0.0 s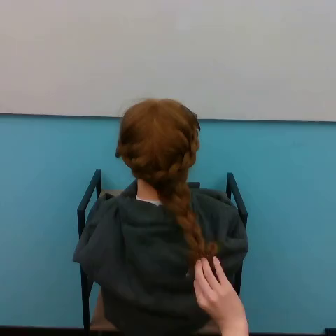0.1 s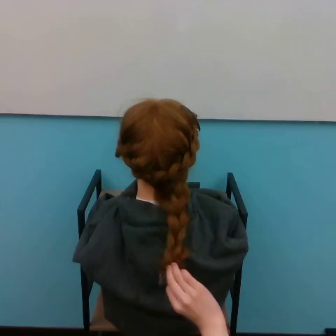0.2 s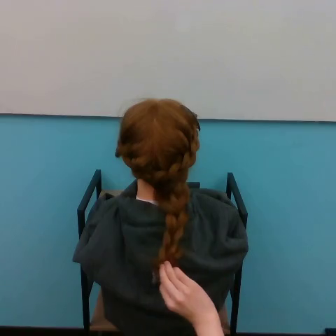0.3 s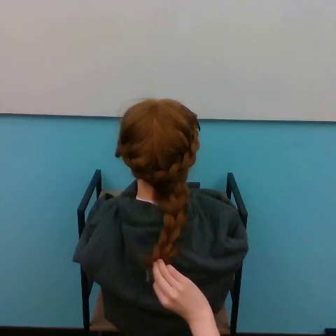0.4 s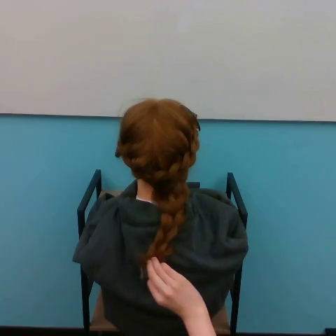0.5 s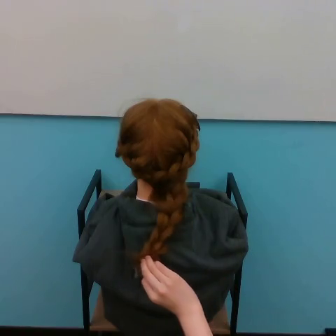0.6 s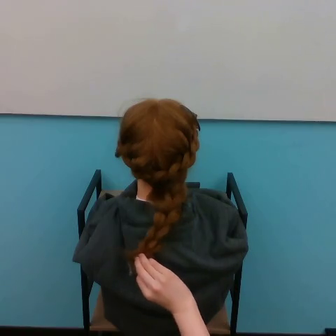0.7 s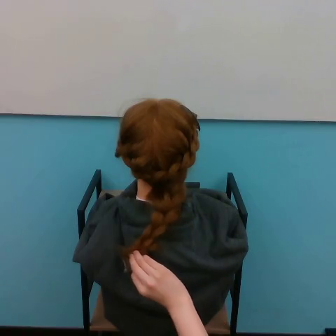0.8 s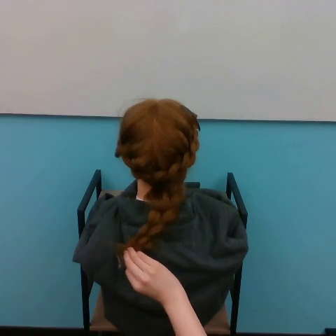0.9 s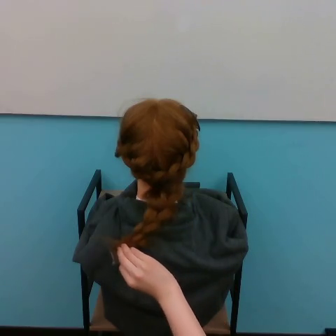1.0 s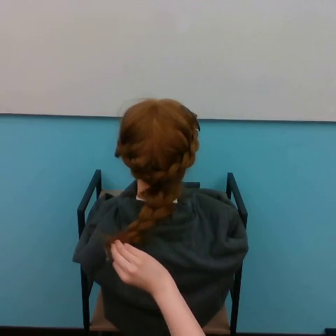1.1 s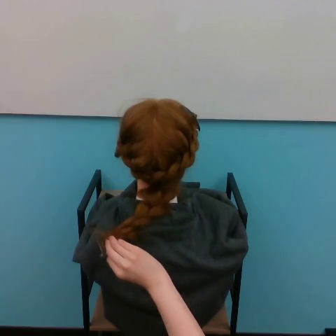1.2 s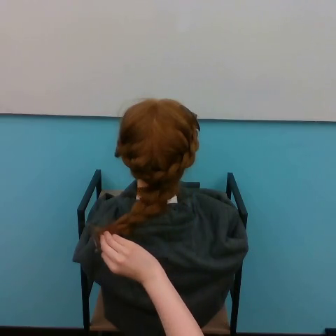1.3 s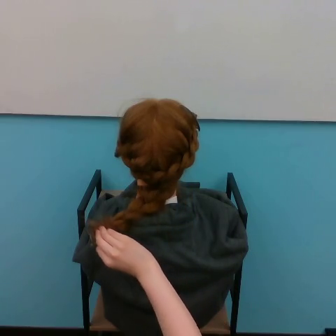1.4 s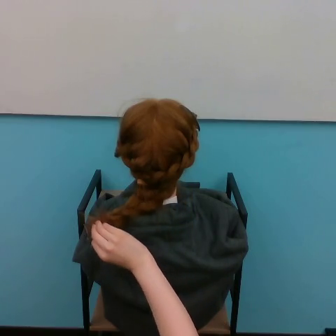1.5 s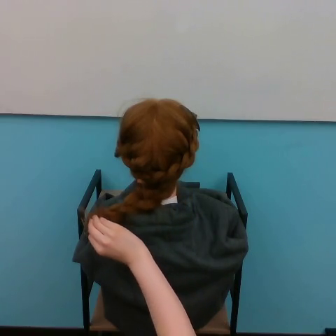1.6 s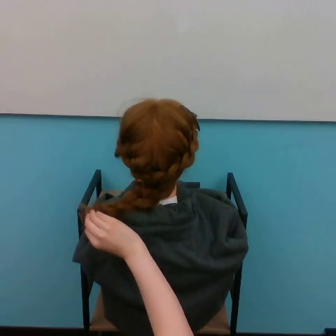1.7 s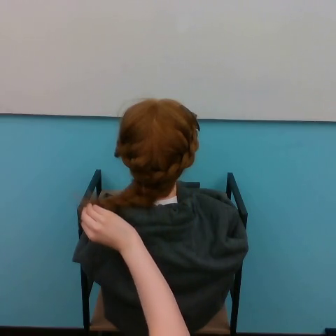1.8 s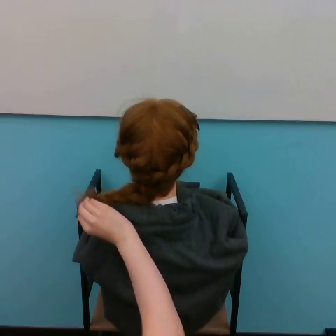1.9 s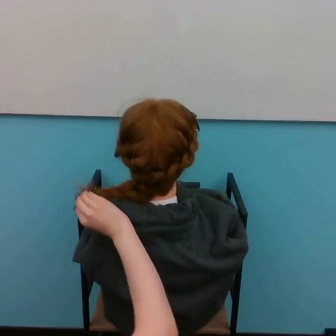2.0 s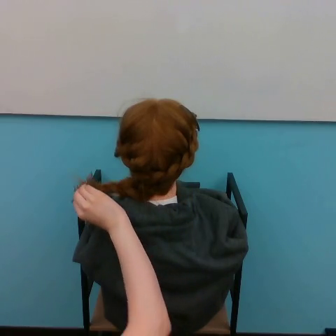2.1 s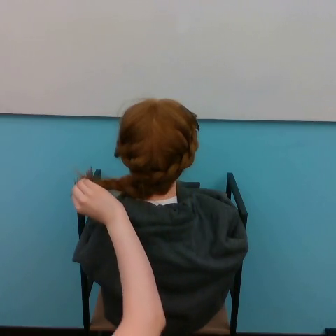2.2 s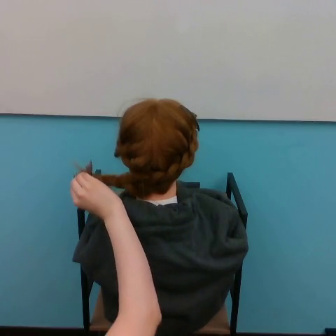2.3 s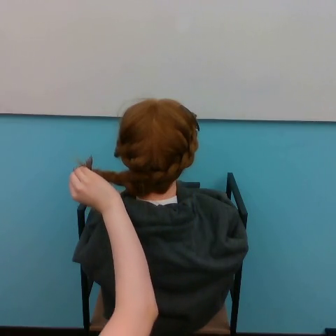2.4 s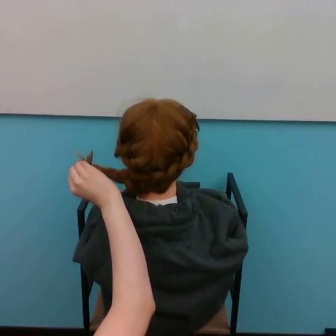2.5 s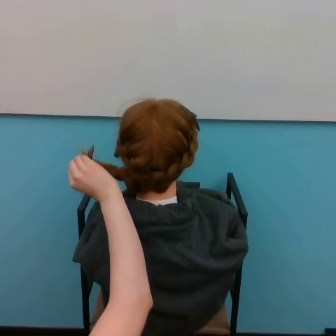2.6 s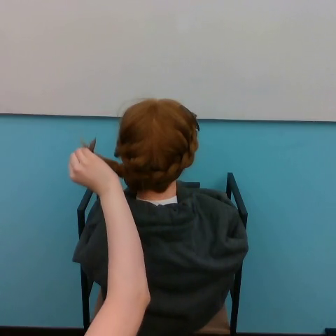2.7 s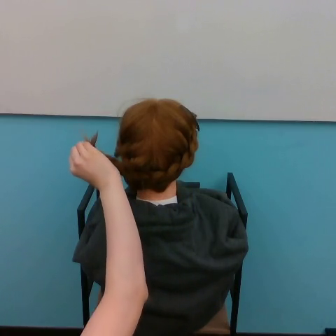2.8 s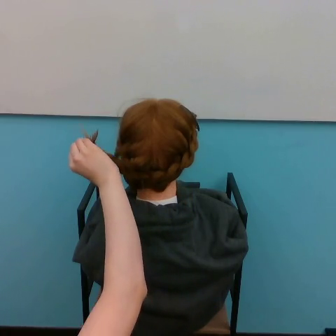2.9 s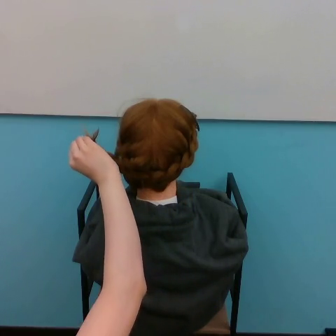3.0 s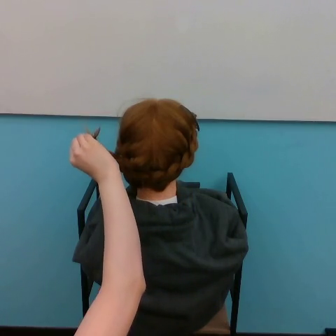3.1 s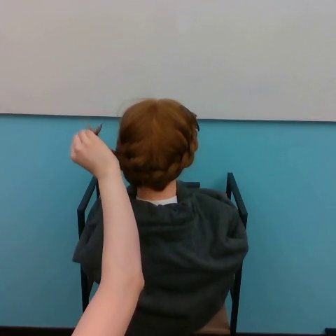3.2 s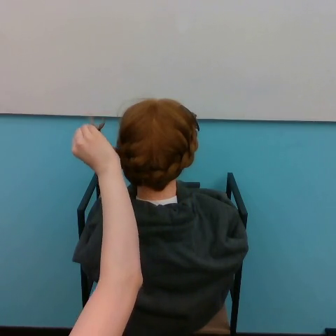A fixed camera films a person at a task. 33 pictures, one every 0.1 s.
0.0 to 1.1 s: The hand goes to the left.
1.1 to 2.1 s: The hand goes upward and to the left.
2.1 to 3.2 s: The hand goes upward.
Task: style hair.
